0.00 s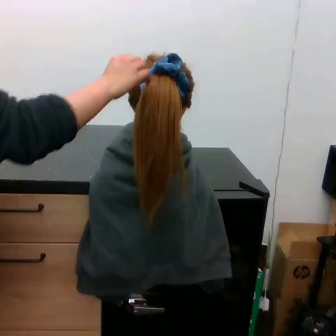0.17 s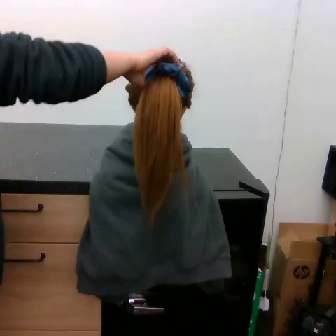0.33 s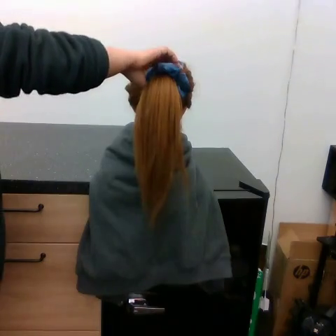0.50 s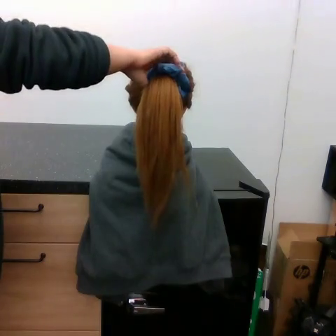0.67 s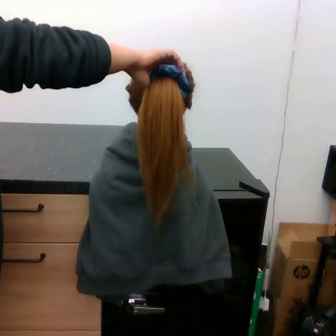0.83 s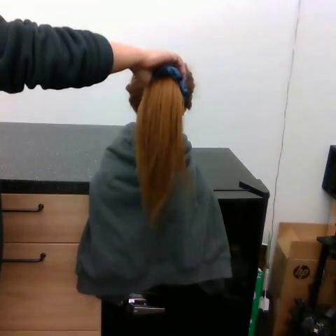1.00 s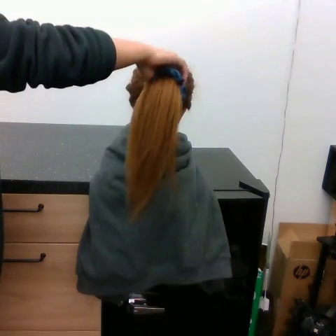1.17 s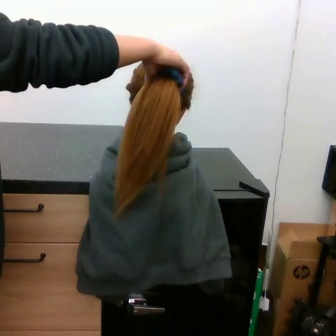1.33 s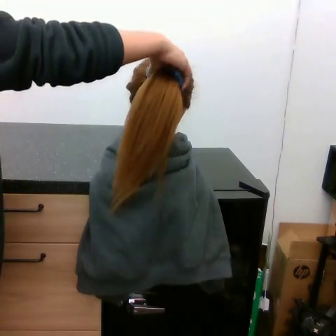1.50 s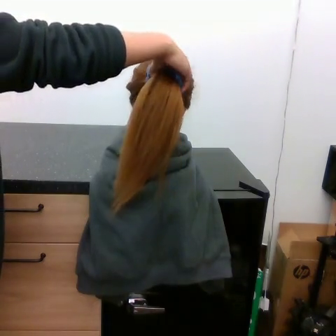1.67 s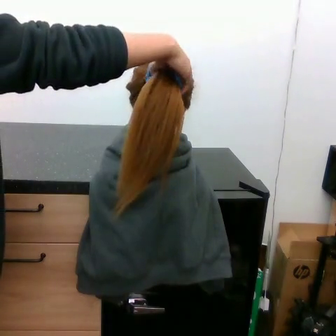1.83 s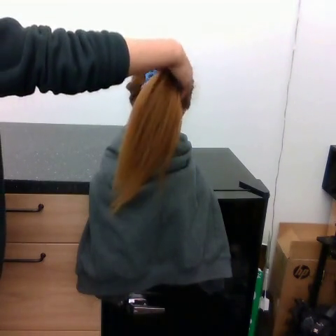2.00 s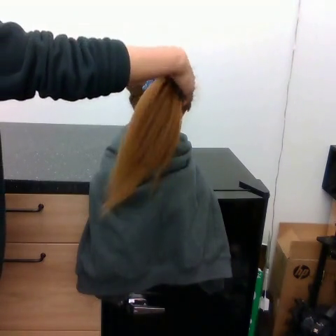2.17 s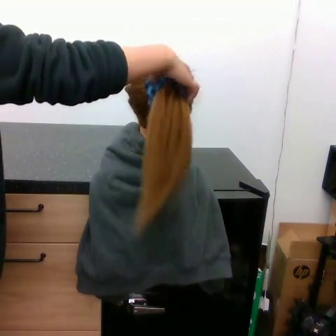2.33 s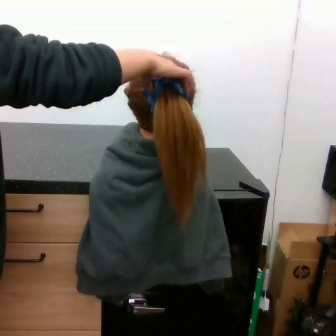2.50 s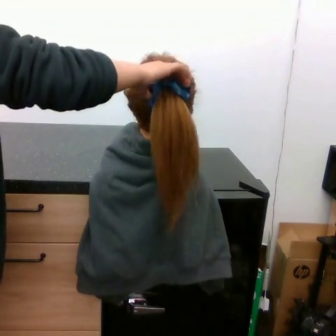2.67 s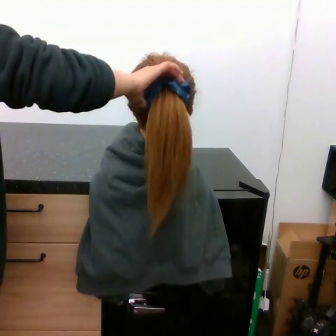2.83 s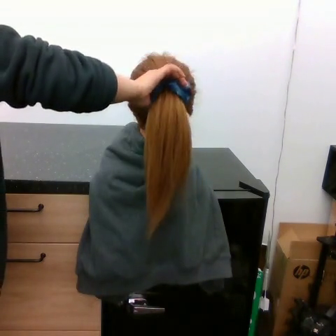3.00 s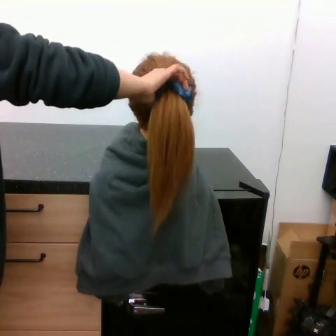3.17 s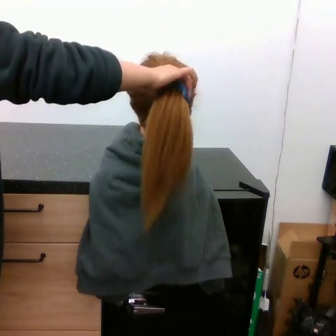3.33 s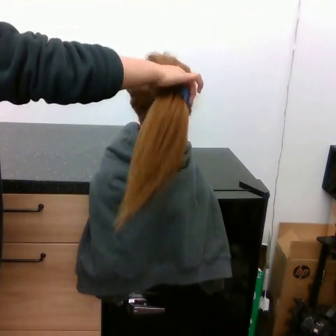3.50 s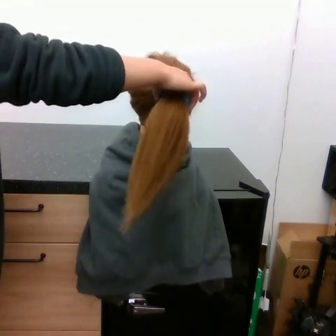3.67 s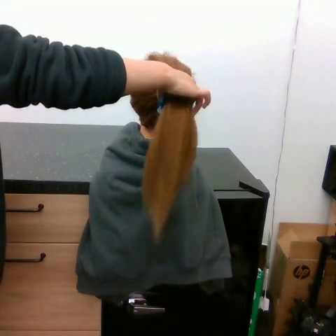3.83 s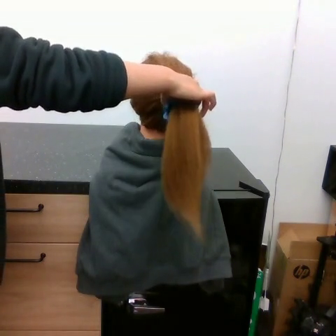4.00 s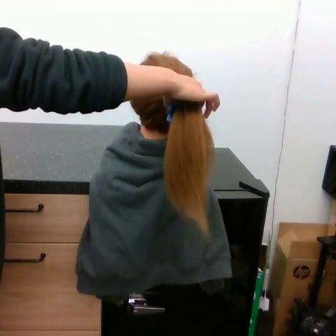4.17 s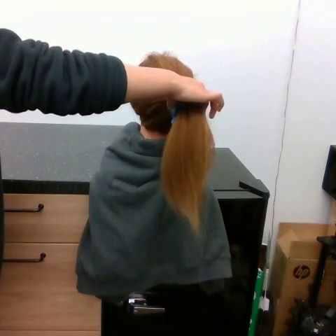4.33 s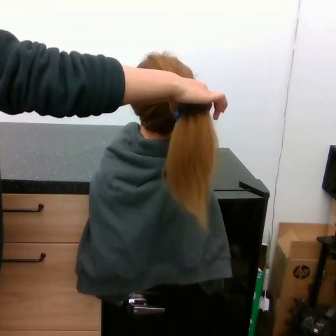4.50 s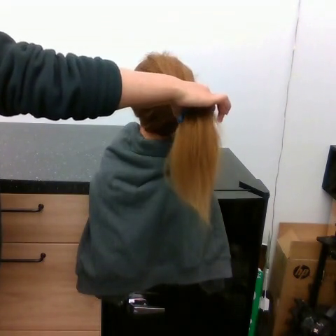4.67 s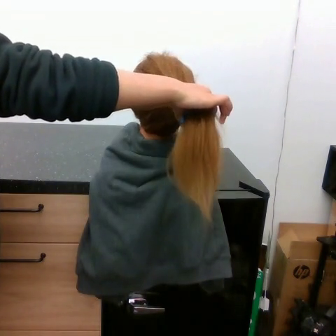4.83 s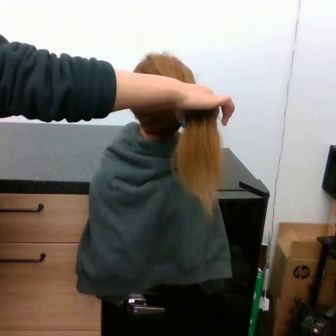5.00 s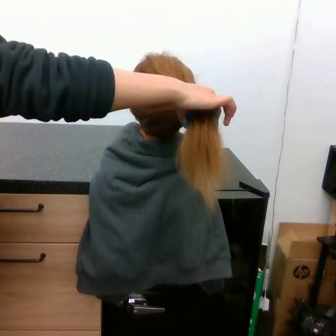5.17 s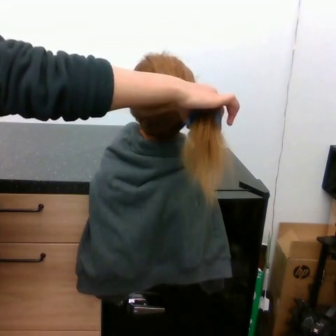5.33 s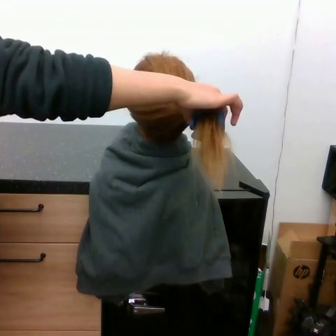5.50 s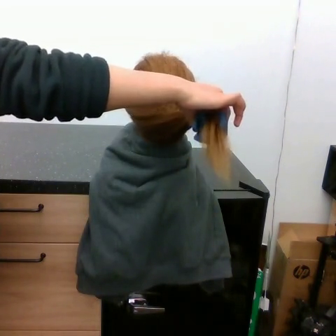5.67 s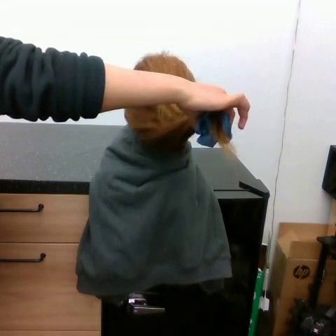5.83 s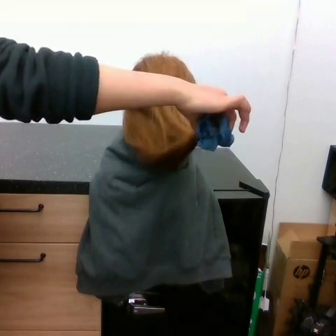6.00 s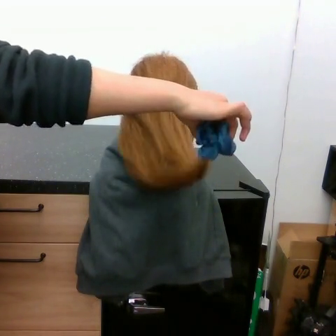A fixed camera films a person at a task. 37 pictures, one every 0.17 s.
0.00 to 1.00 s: The hand goes to the right.
1.00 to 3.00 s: The hand moves only a little.
3.00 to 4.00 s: The hand goes to the right.
4.00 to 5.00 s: The hand goes to the right.
5.00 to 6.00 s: The hand goes to the right, on a clockwise arc.
Task: remove hair tie.
Motion: move downward and to the right.
